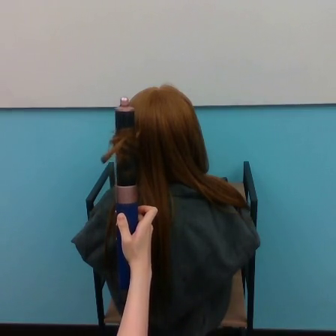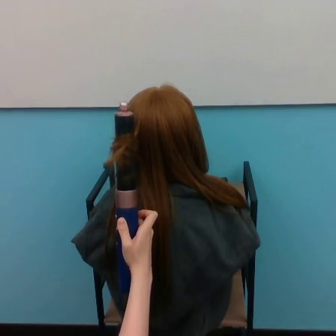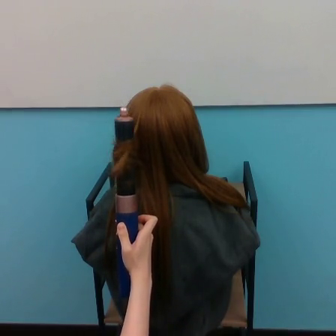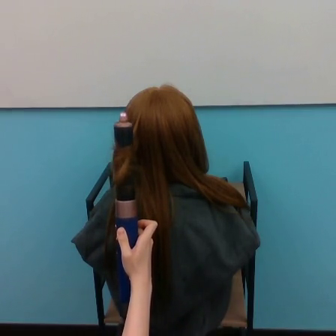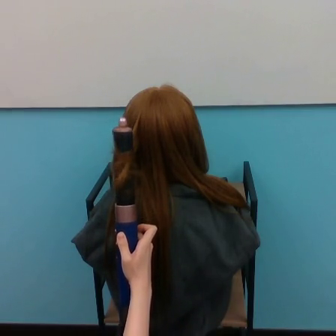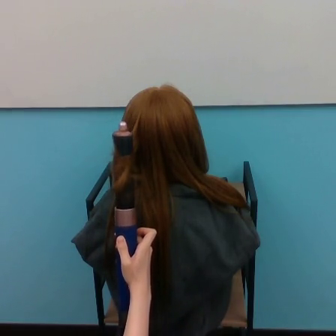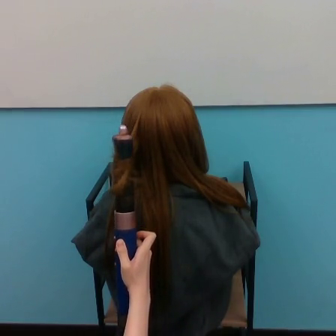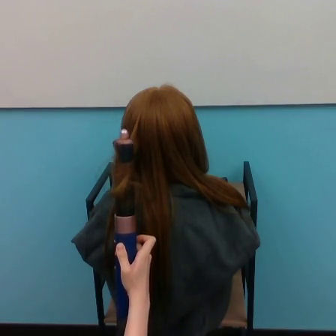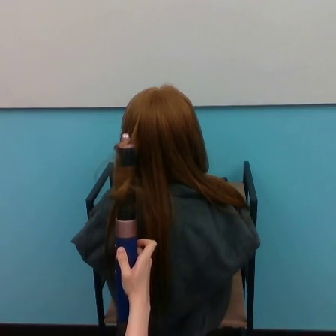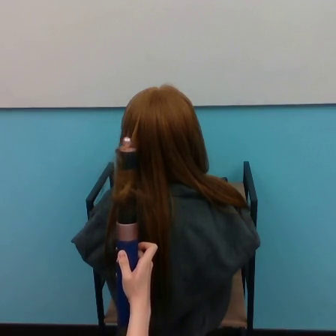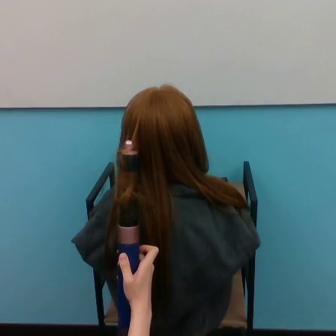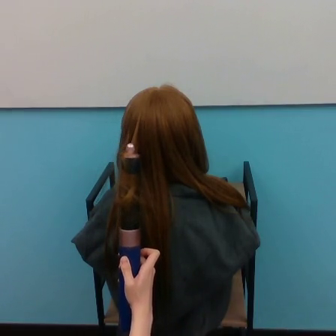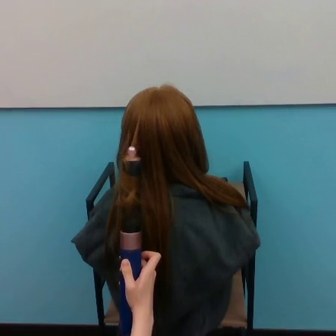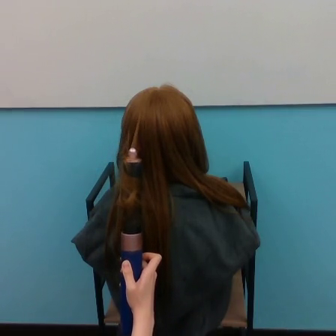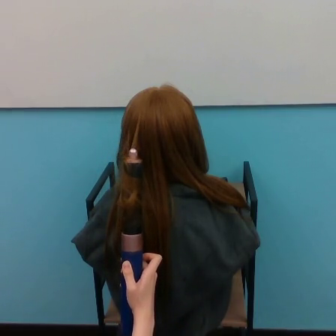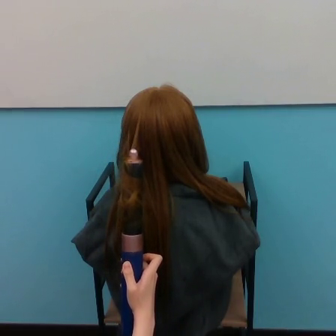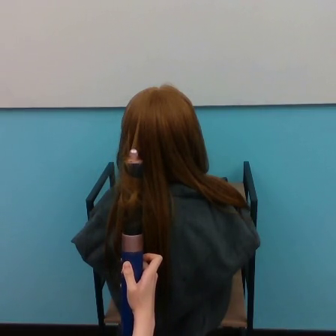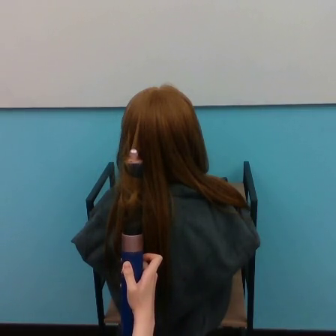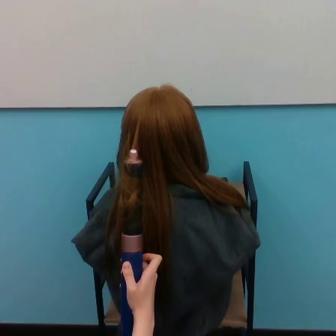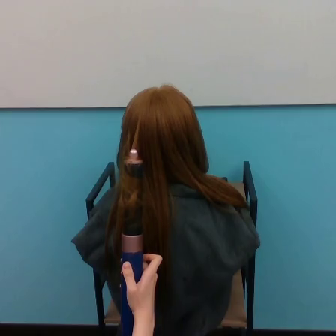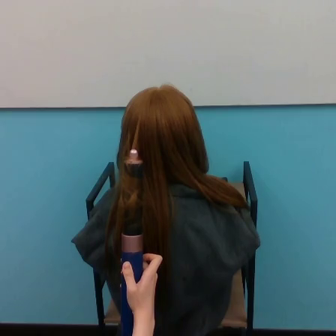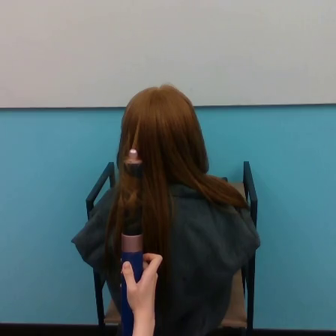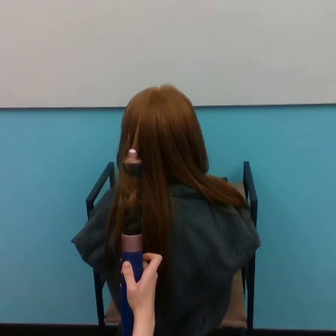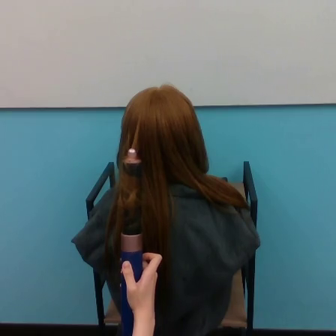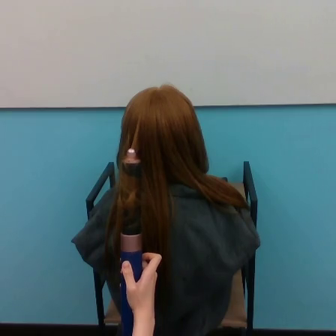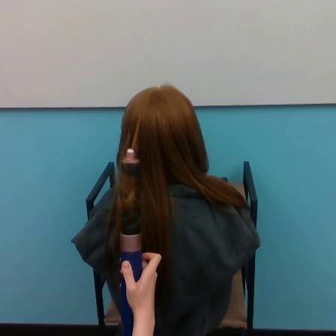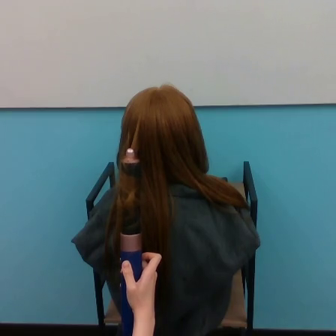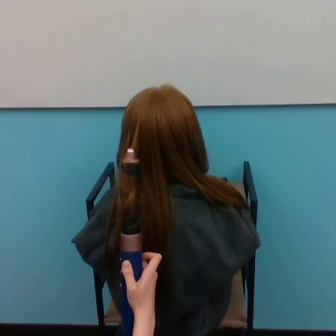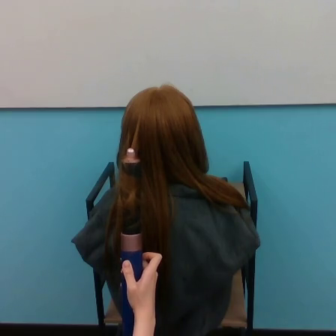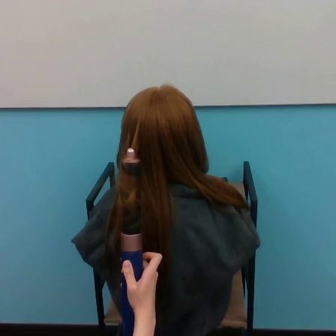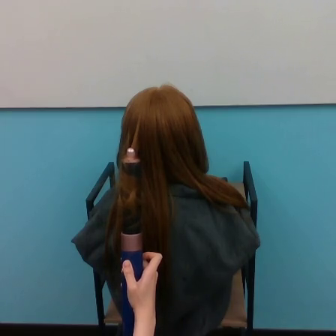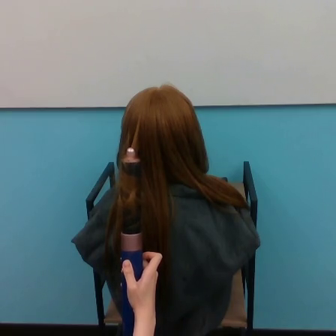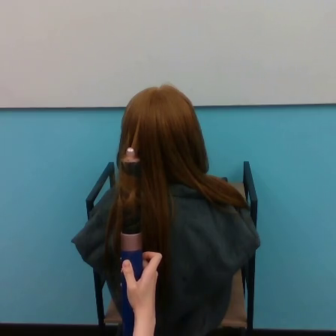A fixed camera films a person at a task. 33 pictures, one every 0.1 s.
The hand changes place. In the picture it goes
downward.
0.0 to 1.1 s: The hand goes downward.
1.1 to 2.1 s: The hand moves only a little.
2.1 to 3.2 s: The hand stays where it is.
Task: curl hair.
